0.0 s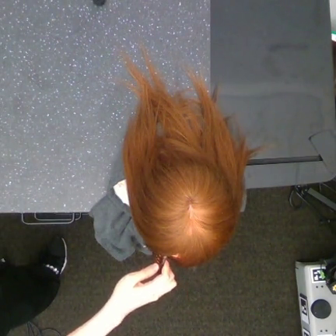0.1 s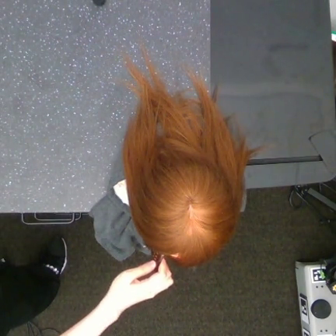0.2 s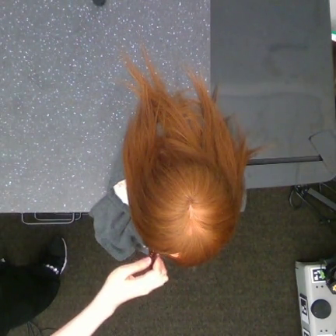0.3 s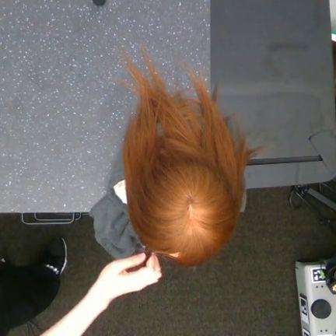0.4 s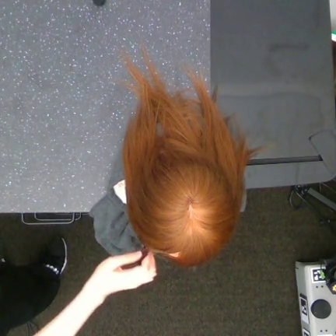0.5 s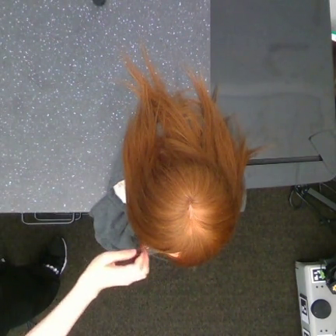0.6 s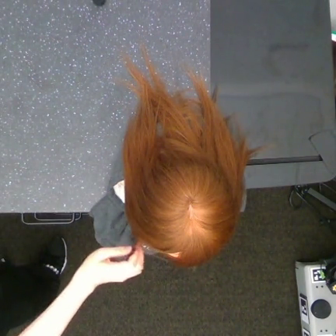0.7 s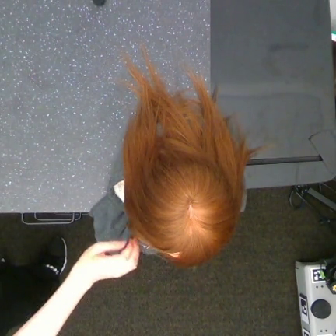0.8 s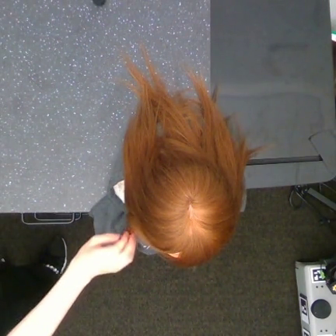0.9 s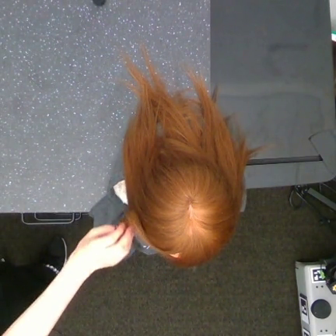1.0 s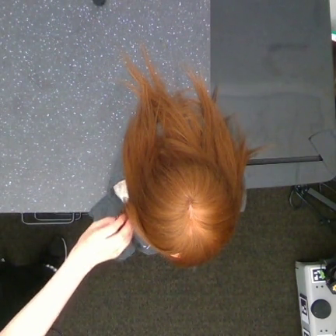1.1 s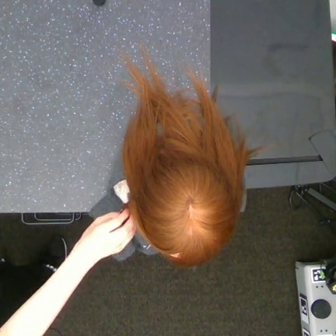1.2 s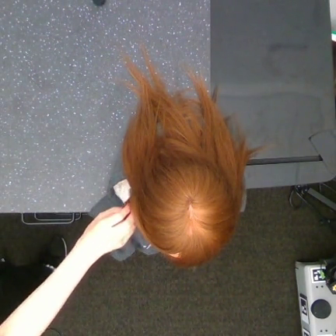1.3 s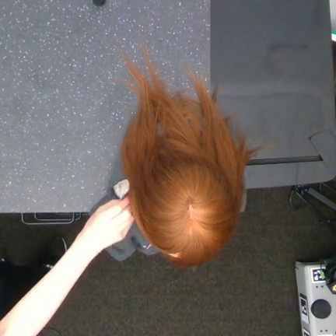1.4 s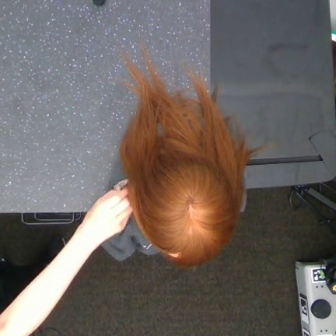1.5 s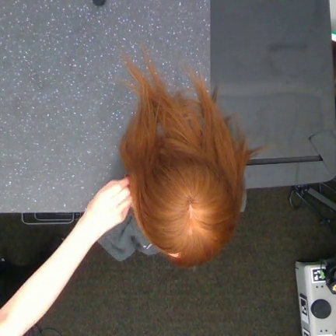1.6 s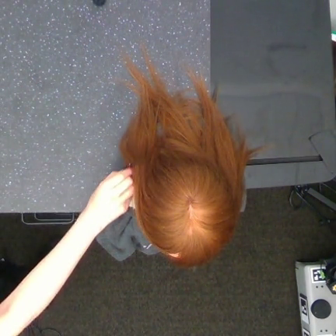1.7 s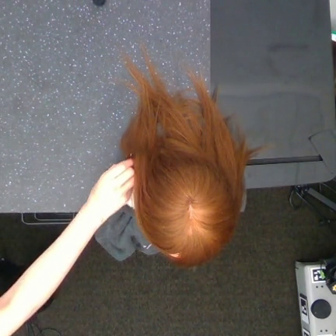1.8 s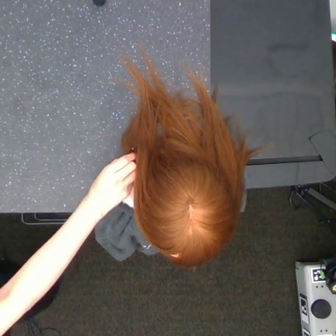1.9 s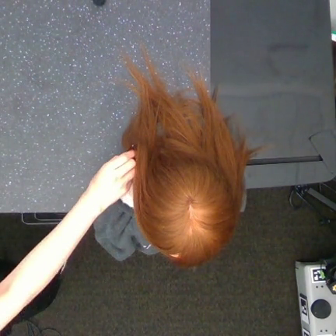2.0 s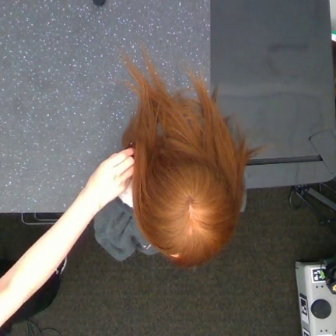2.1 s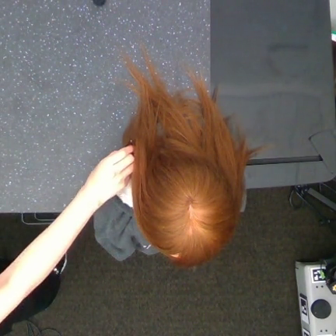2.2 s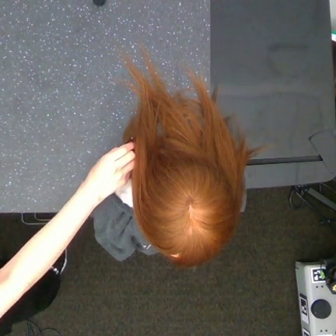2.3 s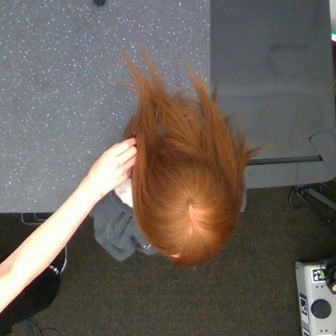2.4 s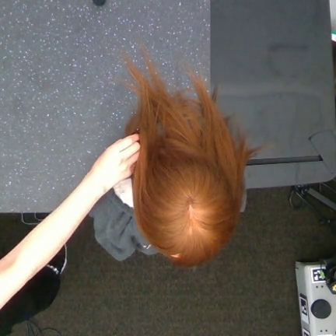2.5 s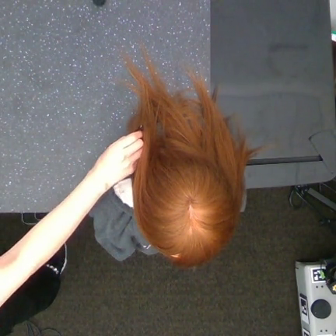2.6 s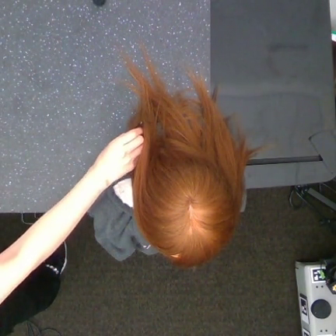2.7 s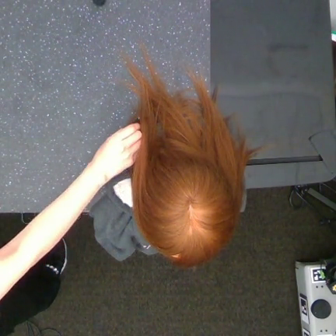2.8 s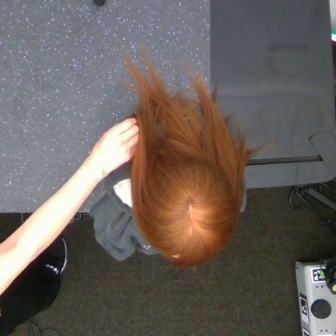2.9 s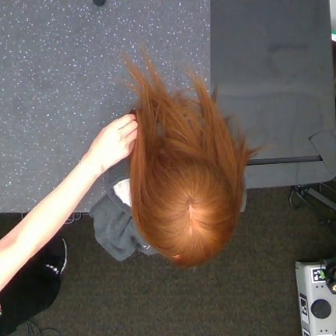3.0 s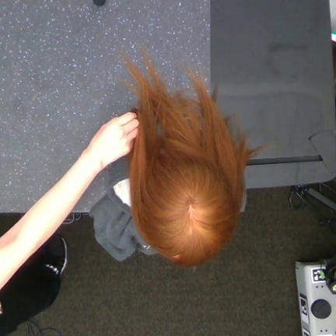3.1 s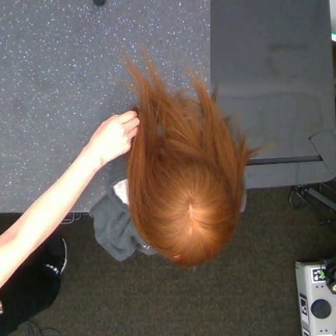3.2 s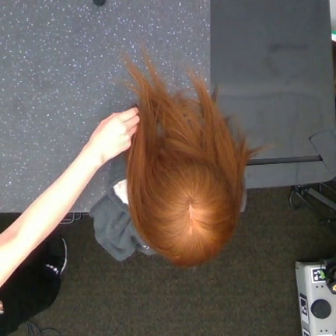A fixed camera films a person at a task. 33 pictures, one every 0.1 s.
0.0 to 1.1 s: The hand goes upward and to the left, on a clockwise arc.
1.1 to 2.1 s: The hand goes upward.
2.1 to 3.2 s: The hand goes upward.
Task: tidy front hair.
